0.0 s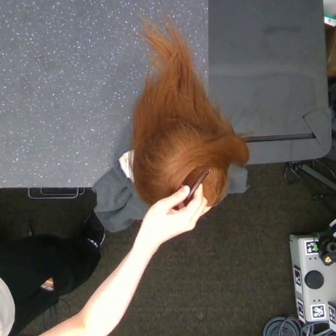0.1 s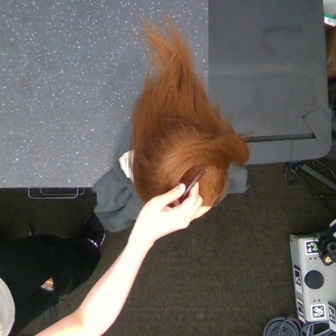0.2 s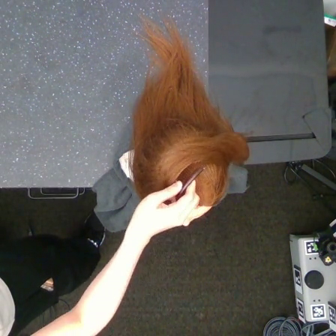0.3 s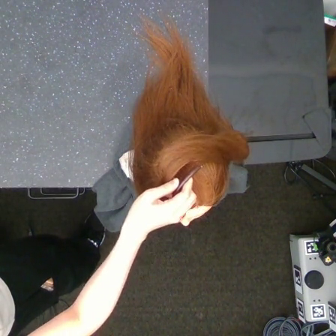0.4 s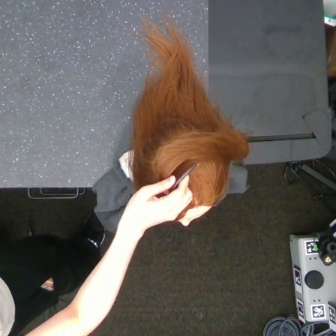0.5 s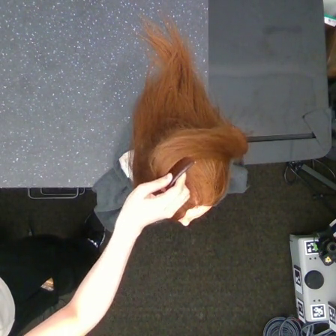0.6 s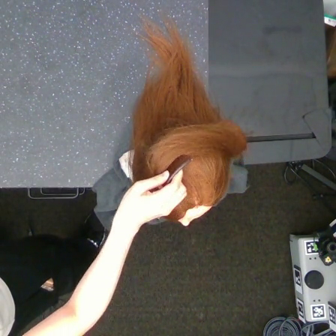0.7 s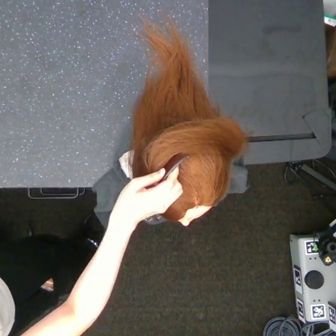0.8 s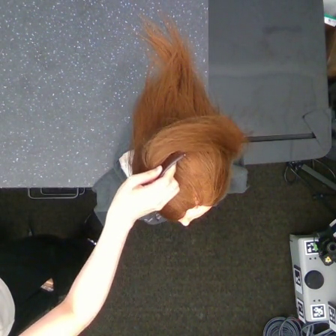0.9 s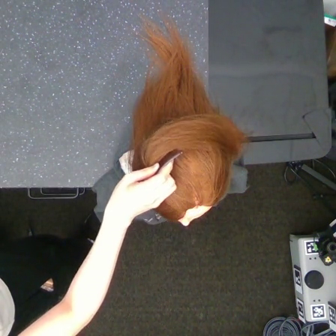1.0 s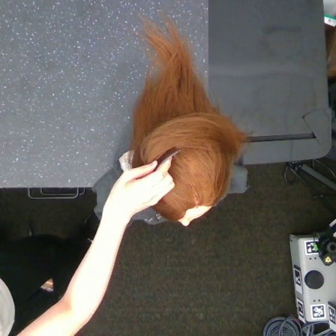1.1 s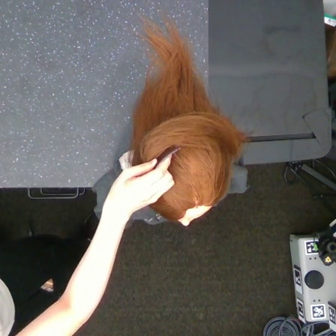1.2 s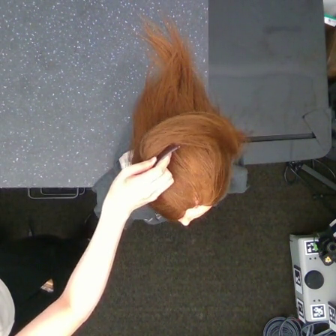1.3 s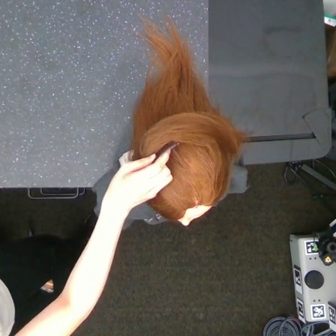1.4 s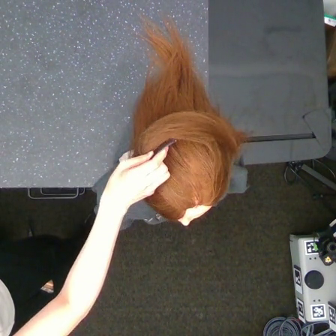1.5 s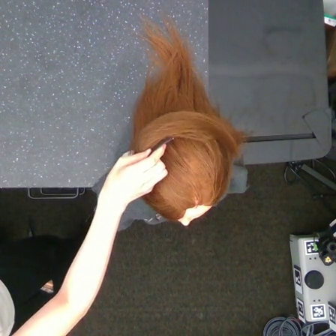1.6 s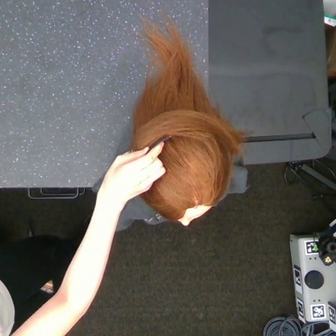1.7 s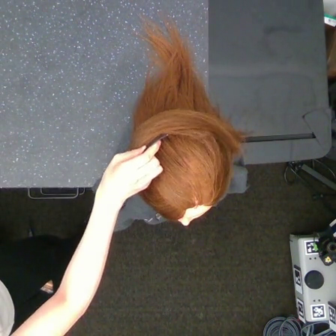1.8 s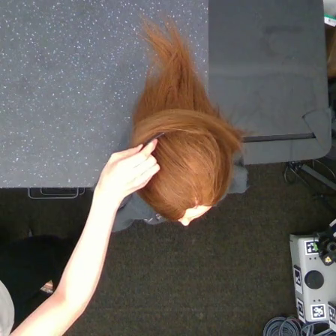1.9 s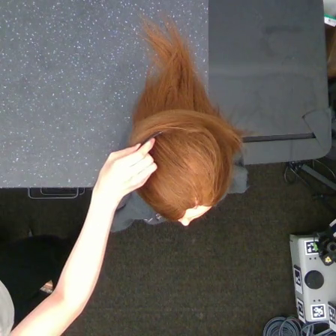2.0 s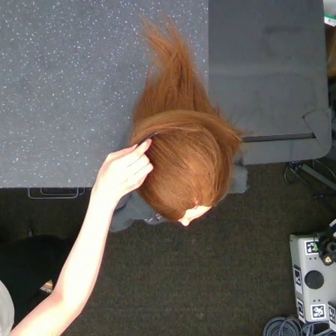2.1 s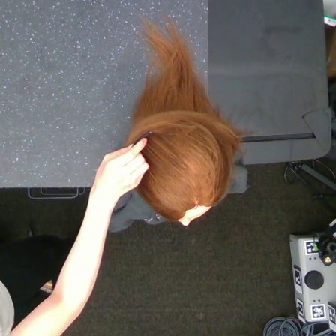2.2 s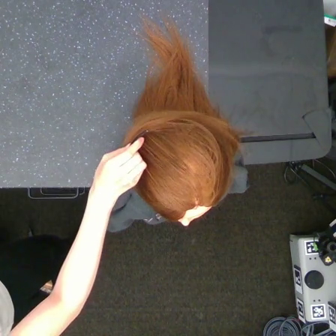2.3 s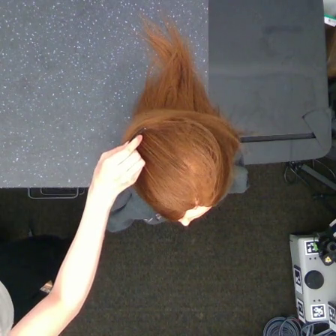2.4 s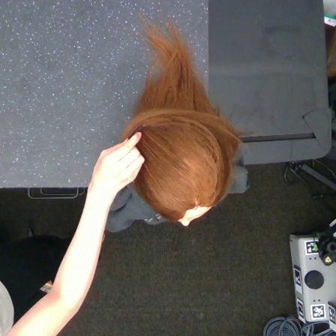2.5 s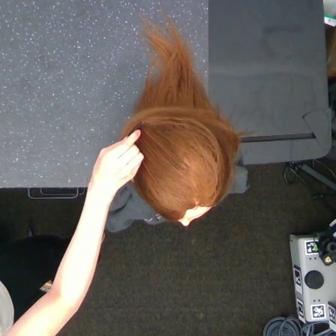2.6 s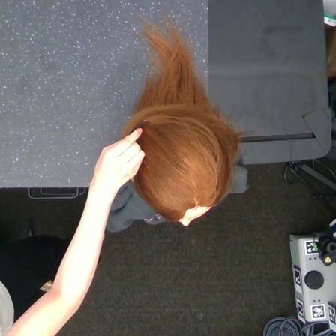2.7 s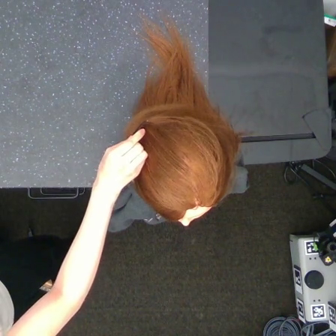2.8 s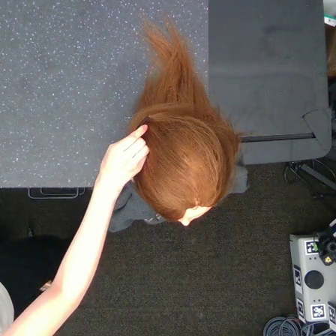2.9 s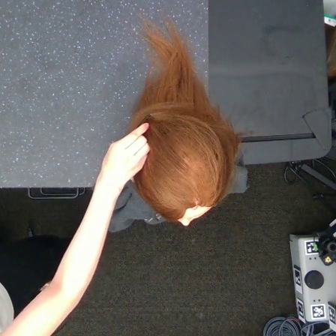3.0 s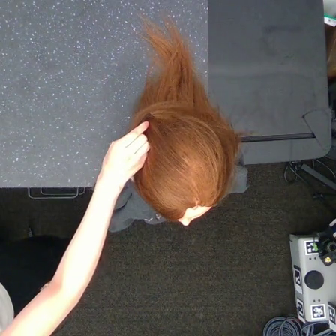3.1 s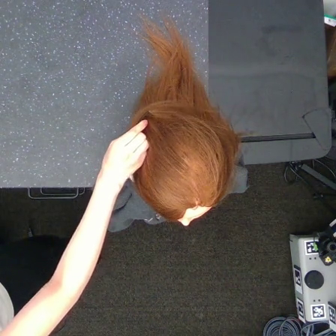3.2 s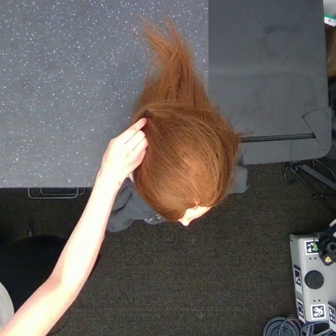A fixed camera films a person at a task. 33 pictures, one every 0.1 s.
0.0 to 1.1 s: The hand goes to the left and upward.
1.1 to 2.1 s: The hand goes to the left and upward.
2.1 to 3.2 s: The hand goes upward.
Task: part hair.
